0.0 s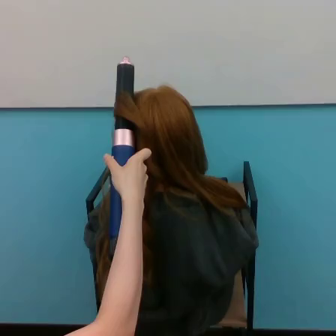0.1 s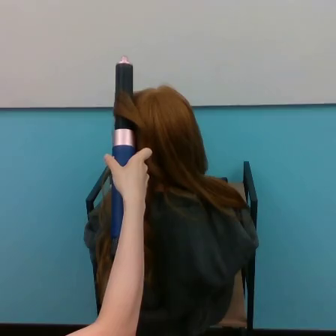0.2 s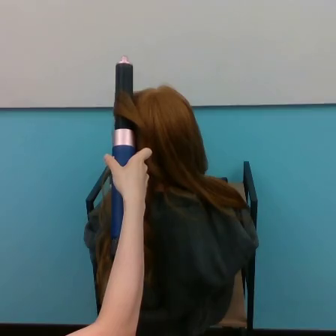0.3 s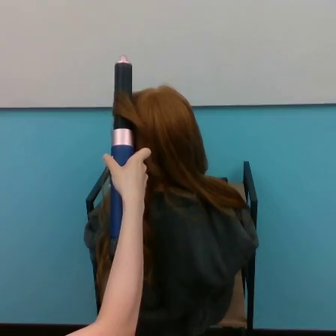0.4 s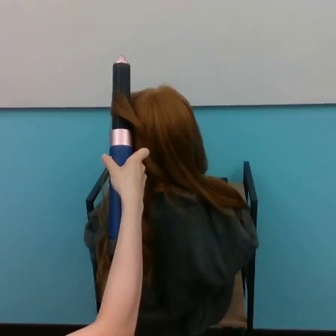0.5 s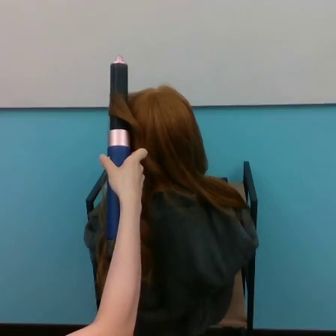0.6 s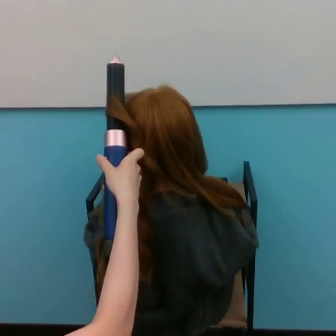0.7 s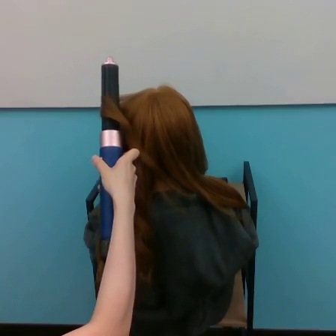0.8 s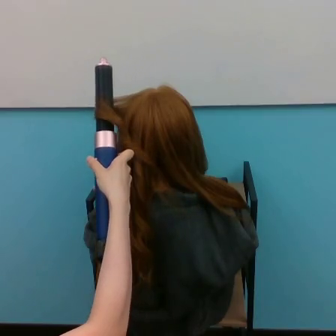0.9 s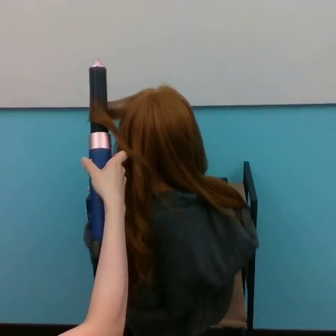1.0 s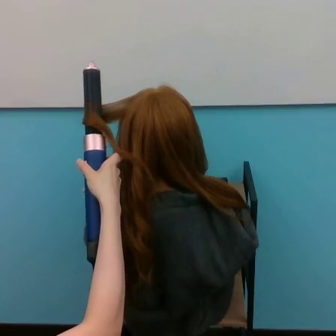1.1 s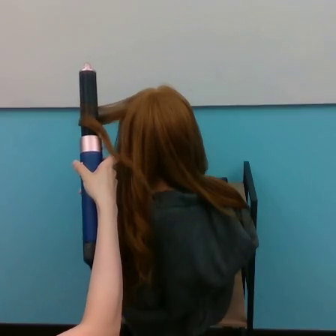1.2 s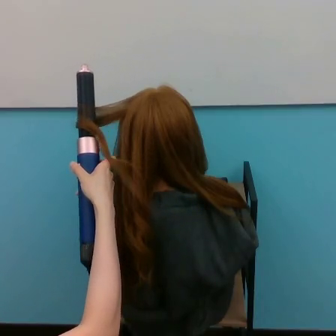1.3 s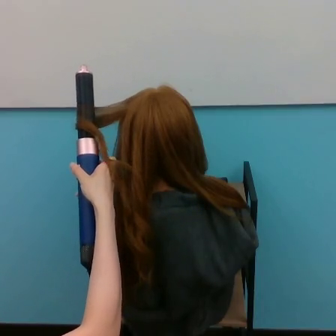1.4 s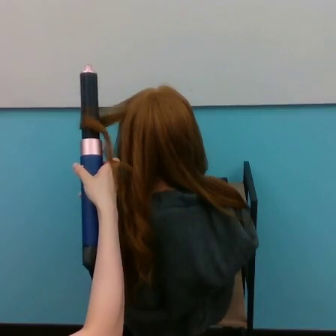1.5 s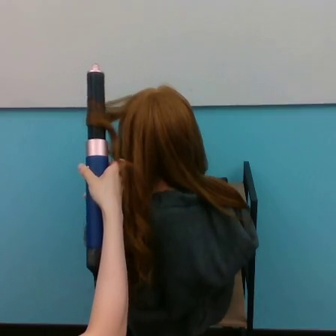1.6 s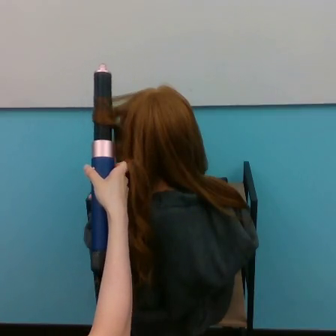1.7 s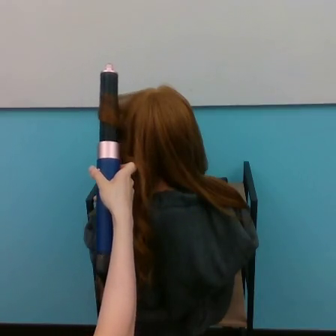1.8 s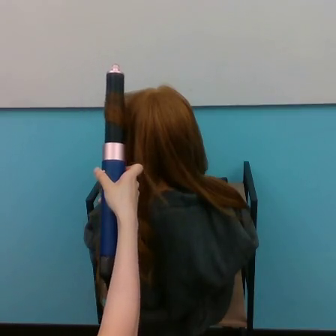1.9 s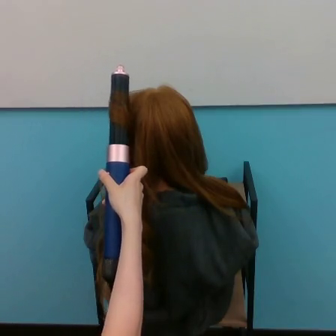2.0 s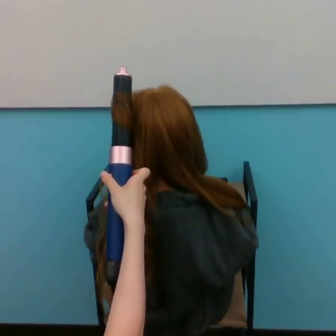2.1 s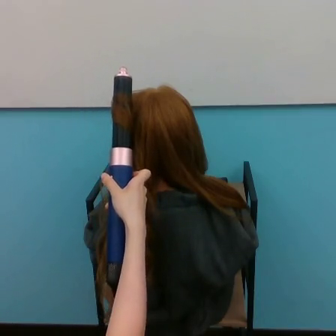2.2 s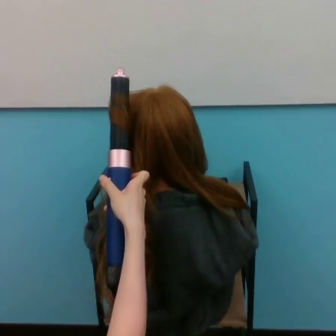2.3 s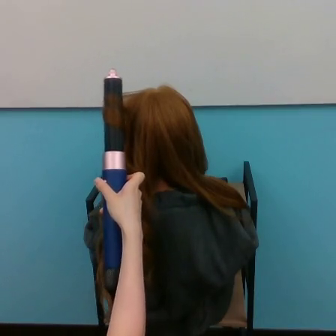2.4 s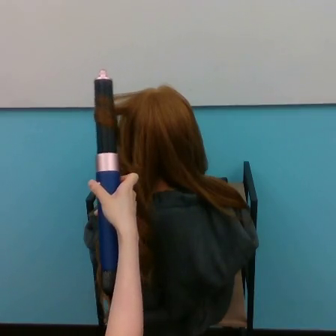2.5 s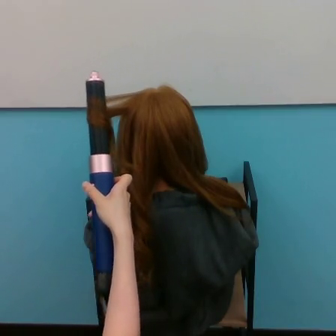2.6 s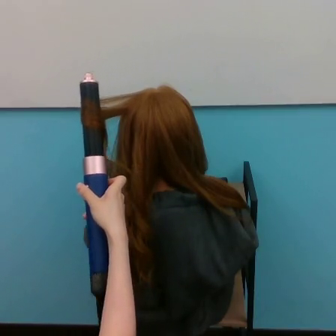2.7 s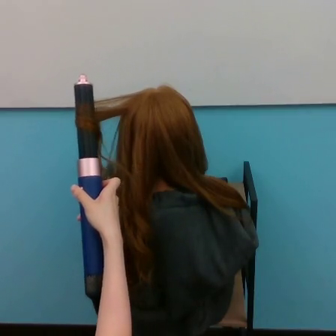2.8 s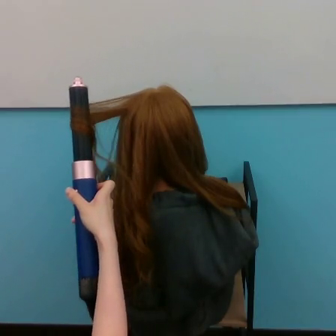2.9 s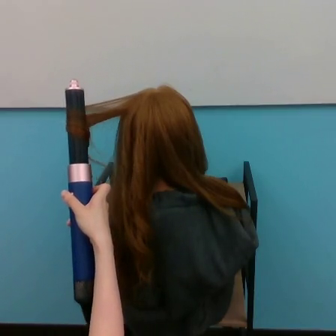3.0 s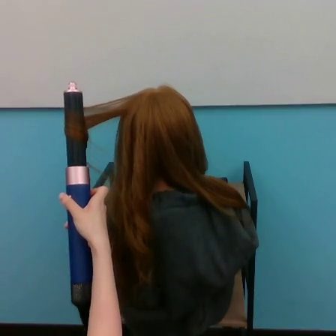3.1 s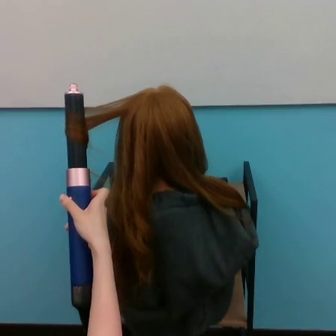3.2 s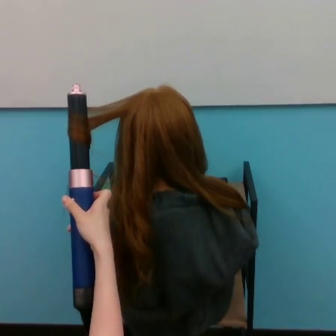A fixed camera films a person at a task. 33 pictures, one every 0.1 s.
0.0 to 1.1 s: The hand goes to the left.
1.1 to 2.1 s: The hand goes to the right and downward.
2.1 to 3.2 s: The hand goes to the left and downward.
Task: curl hair.
